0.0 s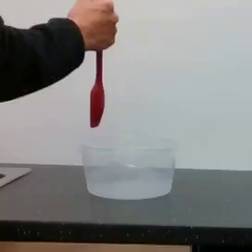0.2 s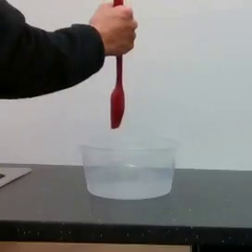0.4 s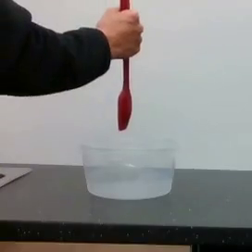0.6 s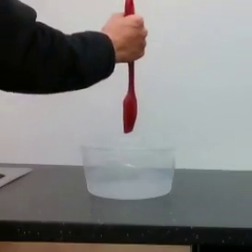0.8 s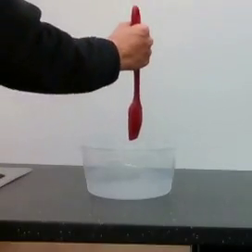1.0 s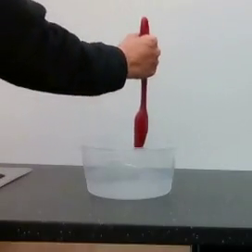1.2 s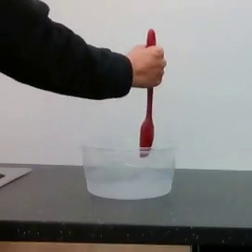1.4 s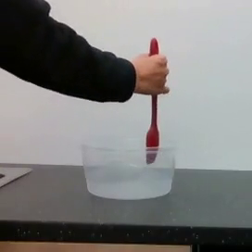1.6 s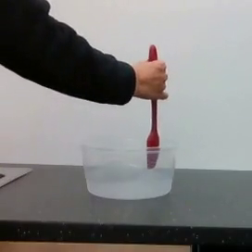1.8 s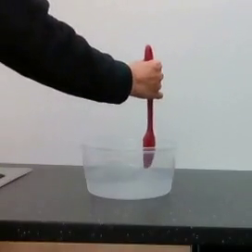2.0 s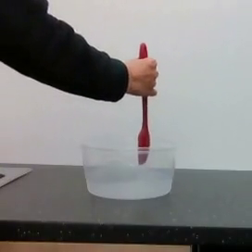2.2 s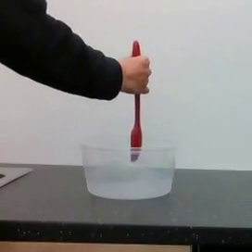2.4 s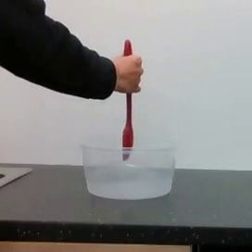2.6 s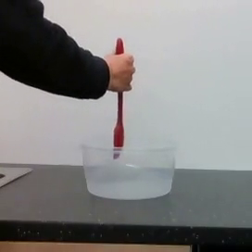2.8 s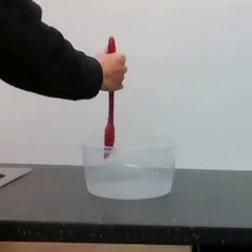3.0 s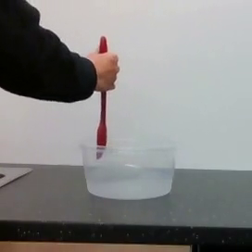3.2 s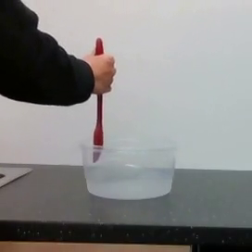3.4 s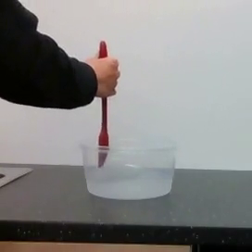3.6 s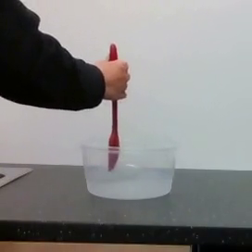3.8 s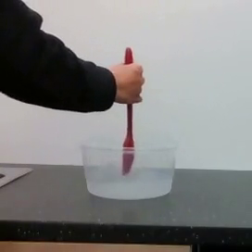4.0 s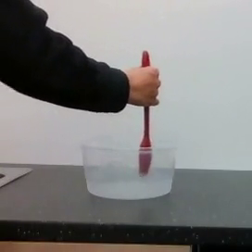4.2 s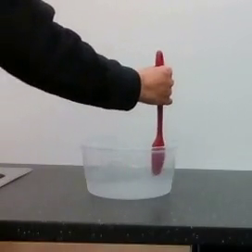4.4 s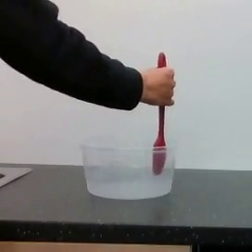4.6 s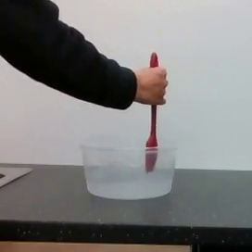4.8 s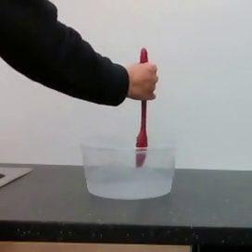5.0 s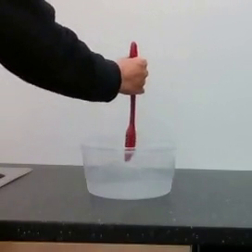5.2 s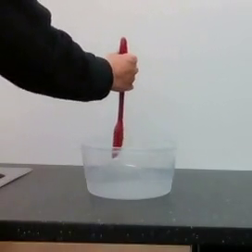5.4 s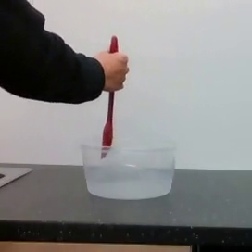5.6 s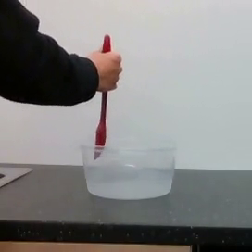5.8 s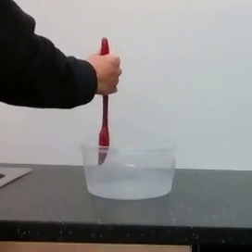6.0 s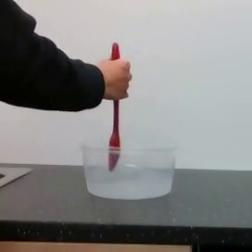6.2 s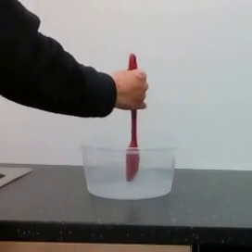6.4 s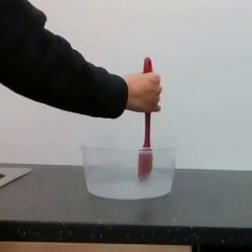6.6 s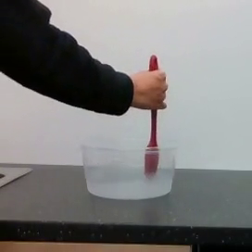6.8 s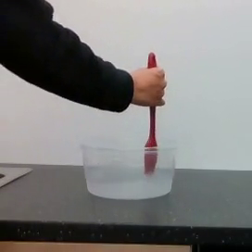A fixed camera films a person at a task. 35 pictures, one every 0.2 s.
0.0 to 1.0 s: The hand goes to the right and downward.
1.0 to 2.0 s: The hand goes downward and to the right, then to the left, on a clockwise arc.
2.0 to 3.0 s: The hand goes to the left.
3.0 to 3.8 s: The hand goes to the right and downward.
3.8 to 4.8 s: The hand goes to the right, then to the left.
4.8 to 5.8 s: The hand goes to the left, on a counterclockwise arc.
5.8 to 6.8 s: The hand goes to the right.
Task: stir.
Motion: move downward and to the right, then make 2 circular movements counter-clockwise.
